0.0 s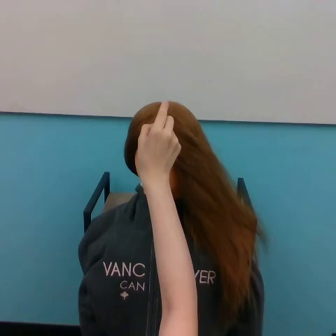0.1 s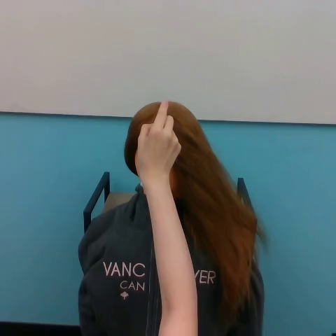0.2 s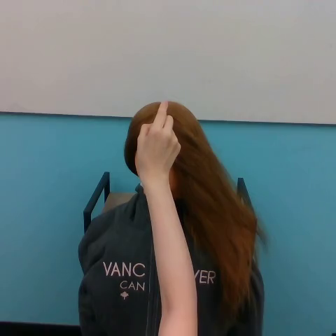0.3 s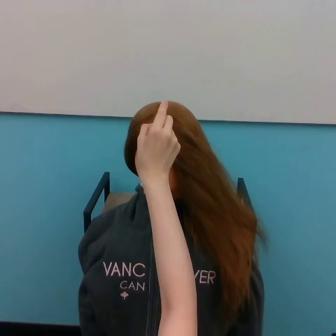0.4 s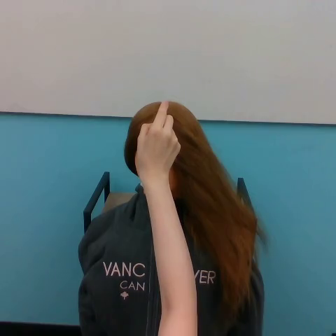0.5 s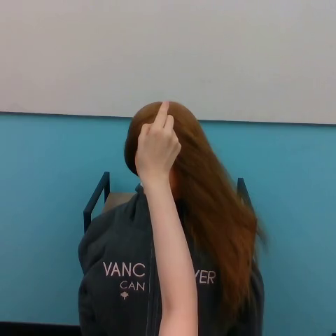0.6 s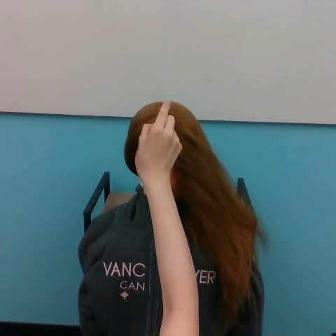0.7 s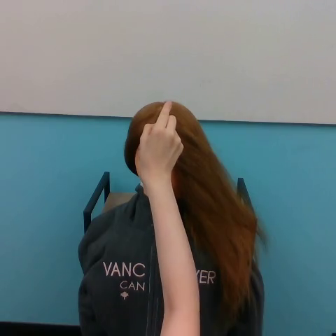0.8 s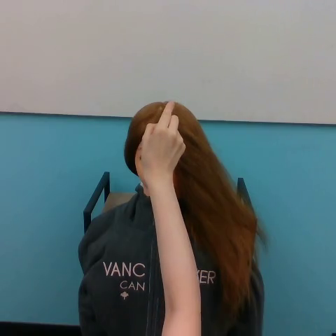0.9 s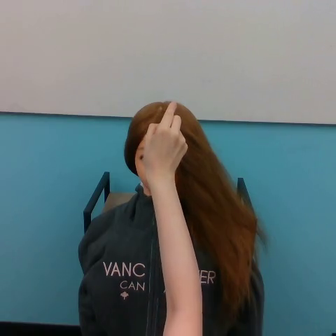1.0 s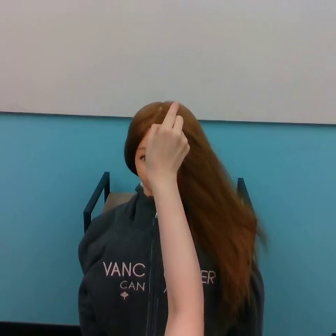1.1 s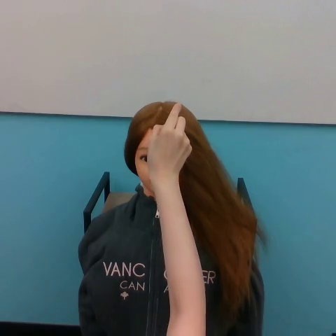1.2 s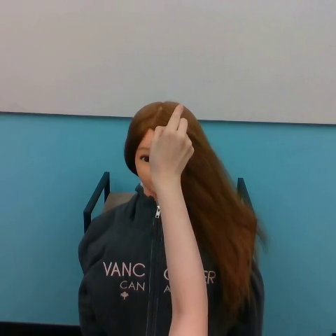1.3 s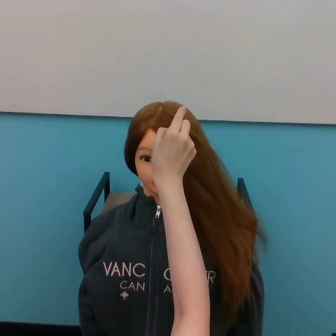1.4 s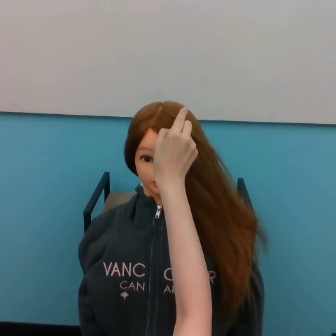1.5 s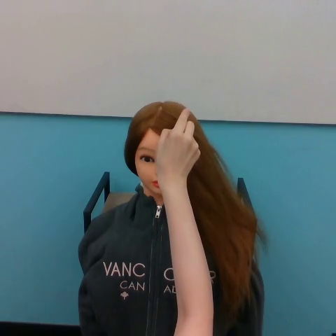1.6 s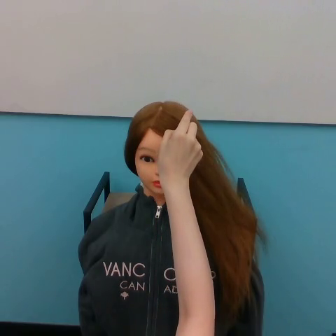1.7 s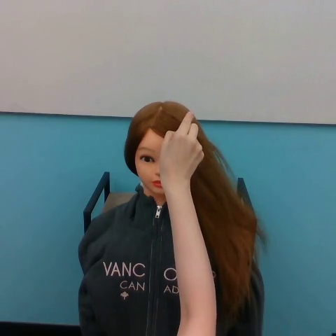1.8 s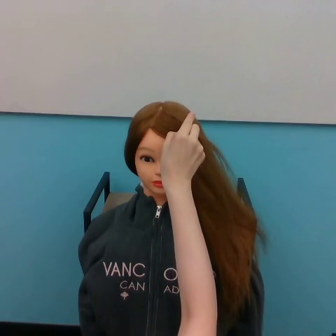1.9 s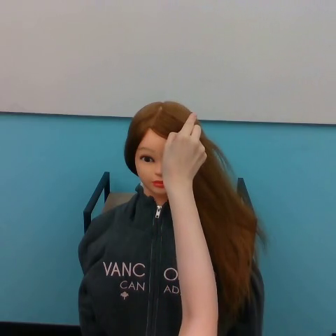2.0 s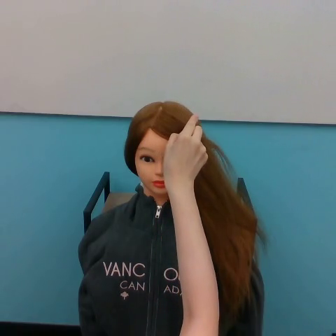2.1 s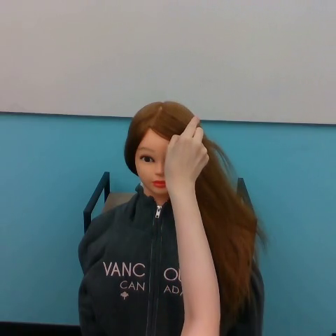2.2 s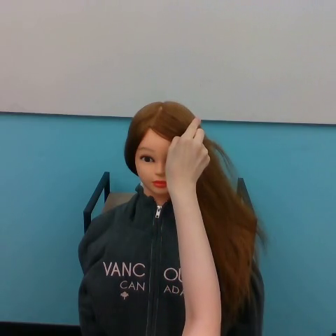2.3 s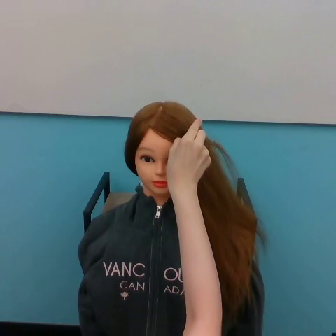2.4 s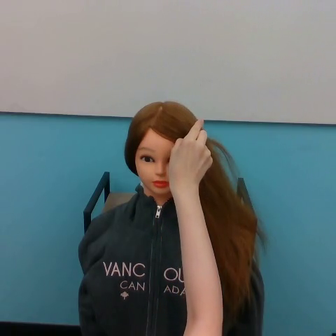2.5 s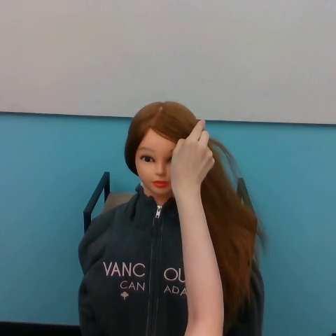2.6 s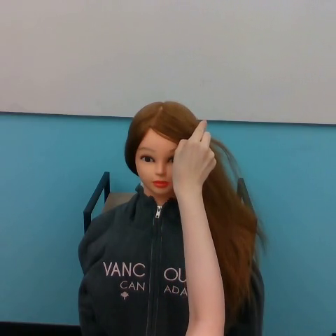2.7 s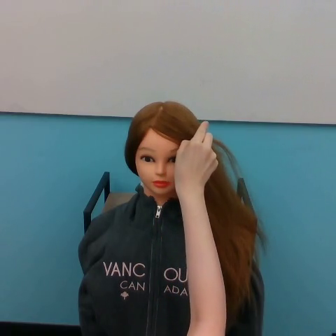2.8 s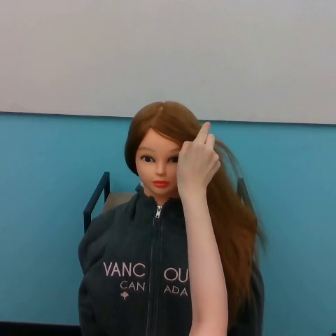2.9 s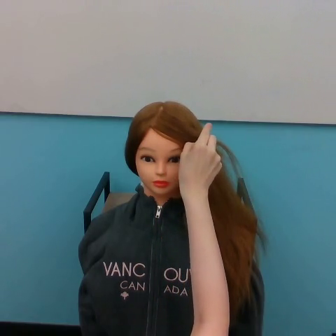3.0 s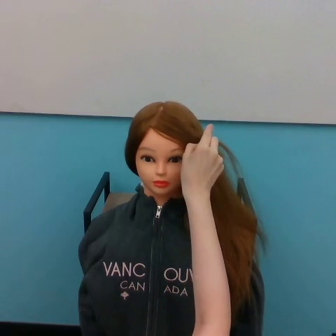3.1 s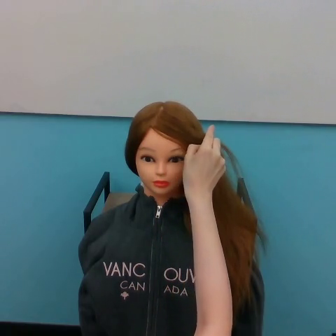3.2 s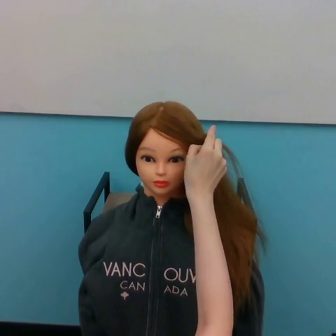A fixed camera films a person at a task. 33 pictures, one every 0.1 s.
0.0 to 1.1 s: The hand moves only a little.
1.1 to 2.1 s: The hand goes to the right.
2.1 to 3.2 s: The hand goes to the right.
Task: brush hair.
